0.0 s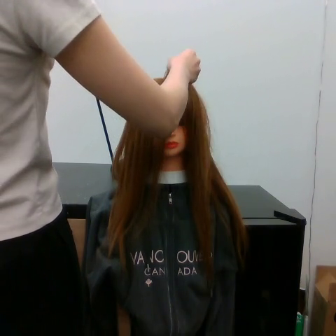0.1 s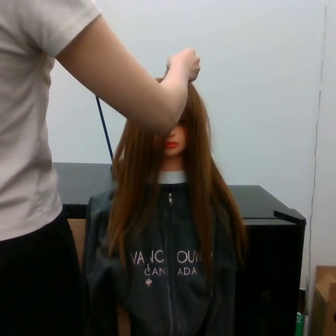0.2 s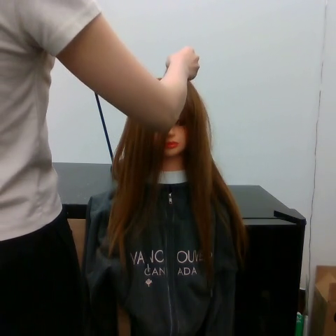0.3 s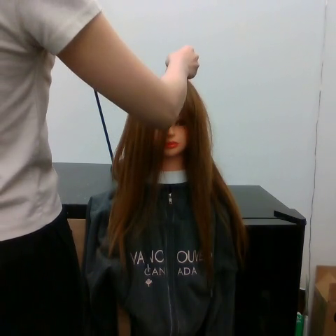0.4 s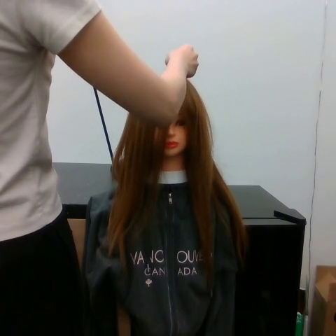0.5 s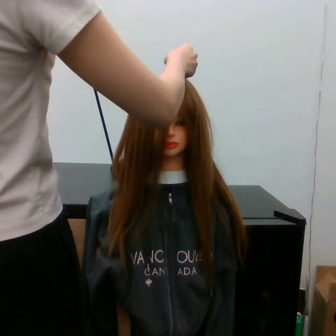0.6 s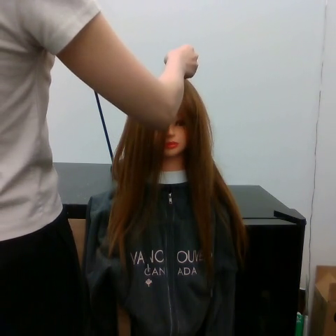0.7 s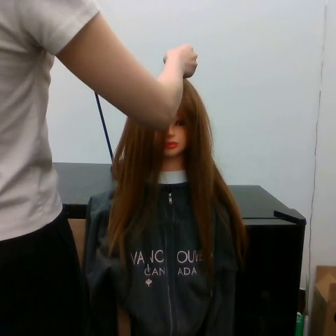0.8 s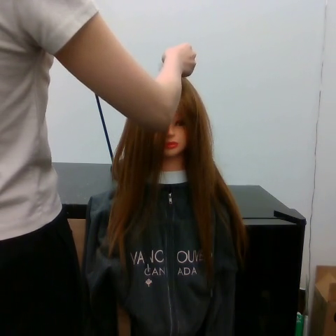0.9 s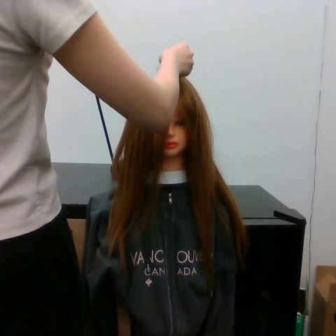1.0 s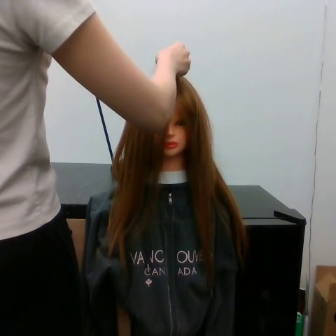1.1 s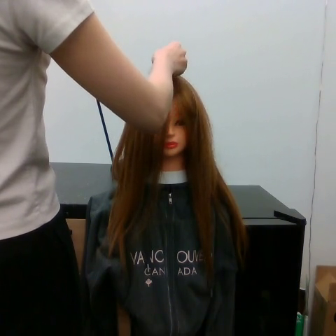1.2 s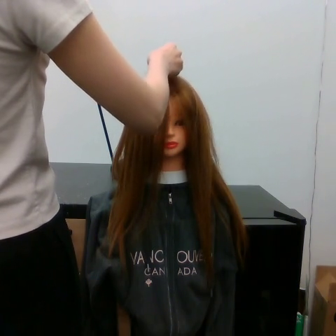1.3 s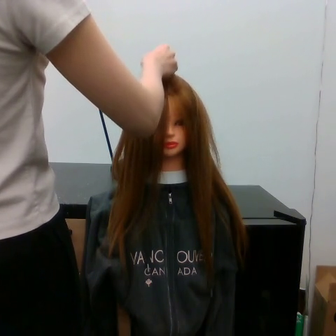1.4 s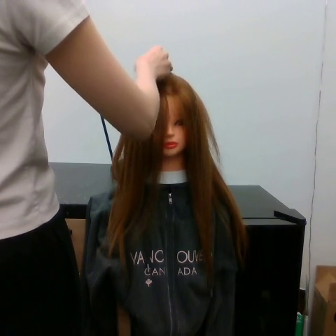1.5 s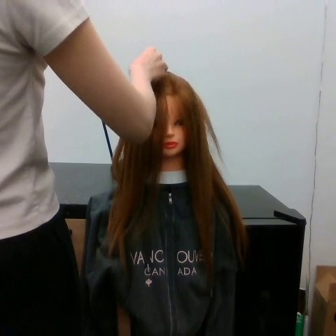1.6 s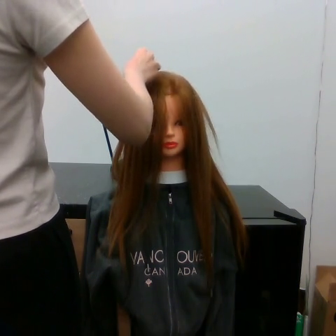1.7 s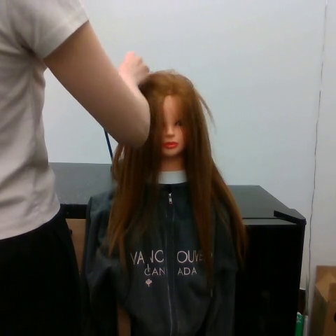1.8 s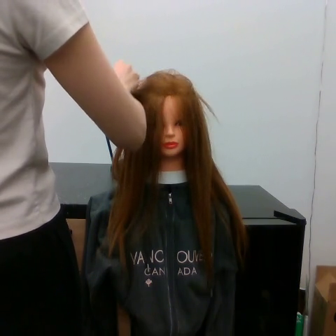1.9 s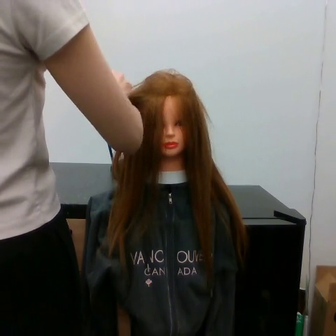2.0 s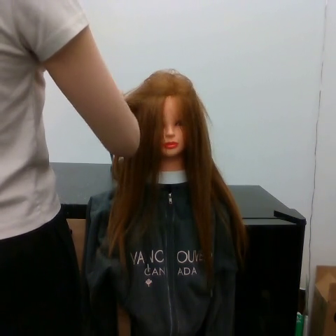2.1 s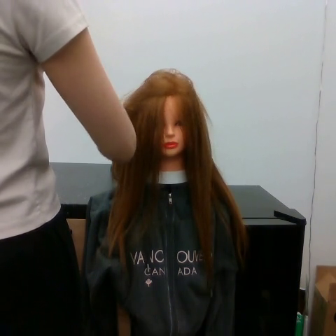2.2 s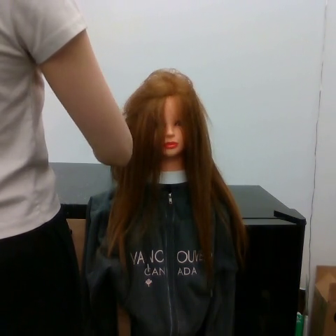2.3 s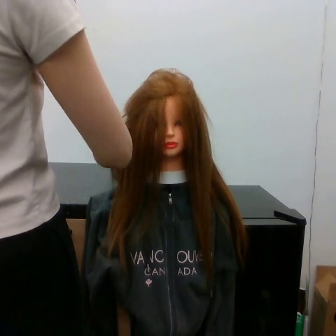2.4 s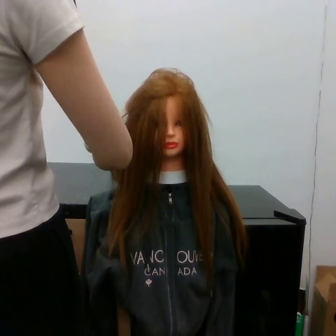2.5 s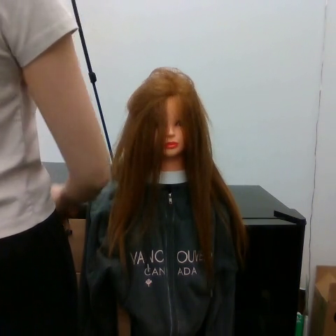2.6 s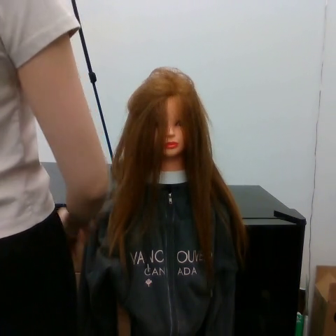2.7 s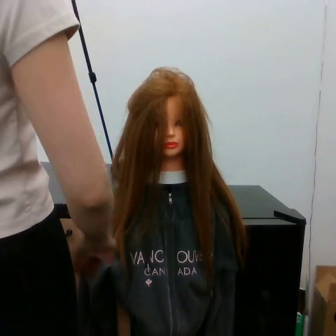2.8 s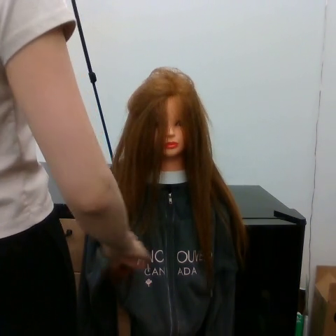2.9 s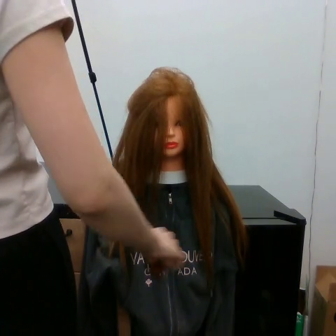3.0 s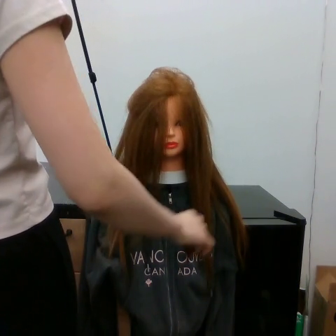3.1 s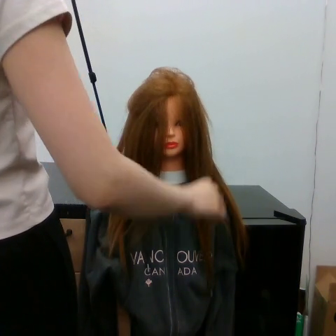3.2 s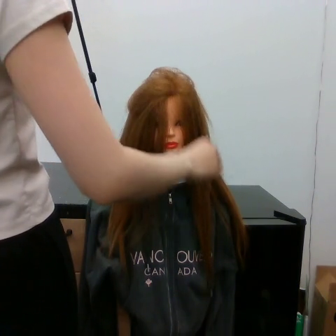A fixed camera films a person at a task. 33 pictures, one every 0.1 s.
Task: part hair.
0.0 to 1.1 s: The hand stays where it is.
1.1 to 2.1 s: The hand goes to the left, on a counterclockwise arc.
2.1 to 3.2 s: The hand goes downward and to the right, then upward.
